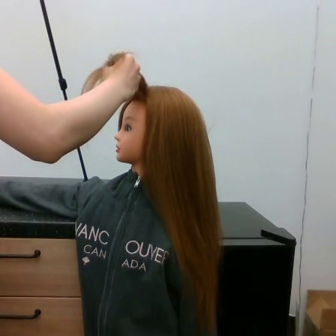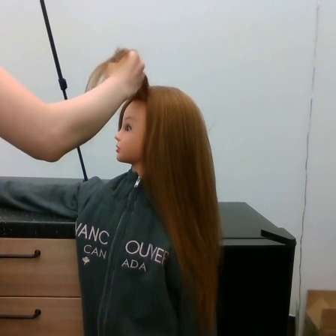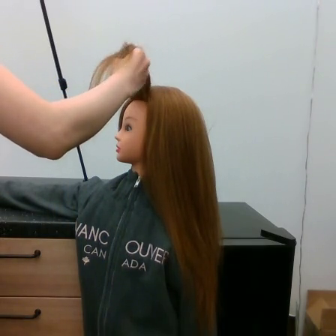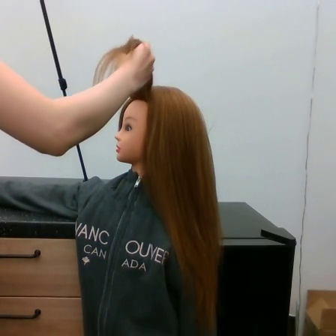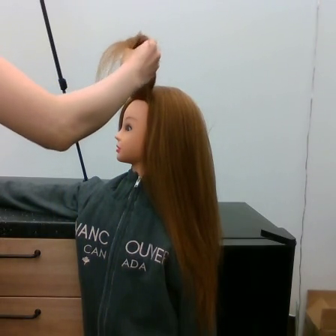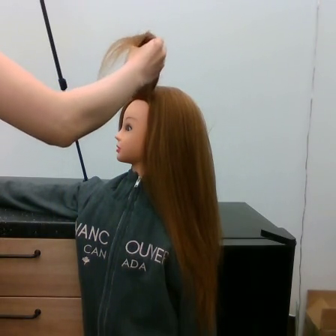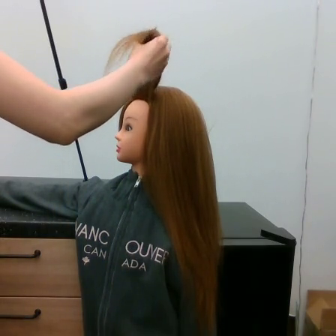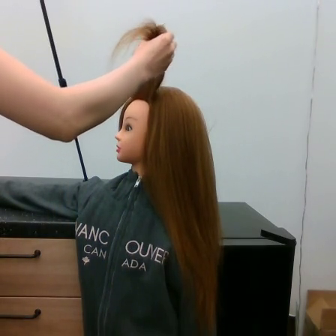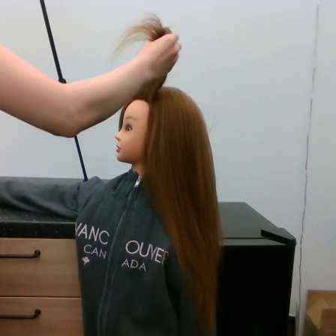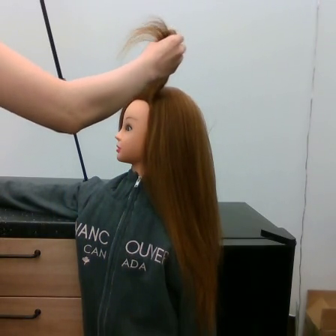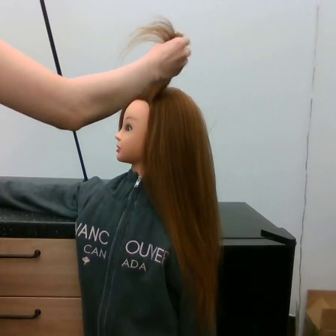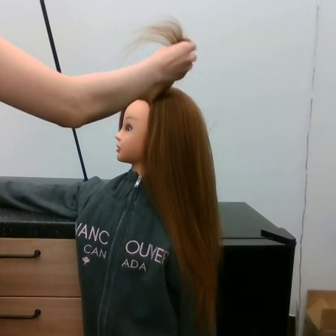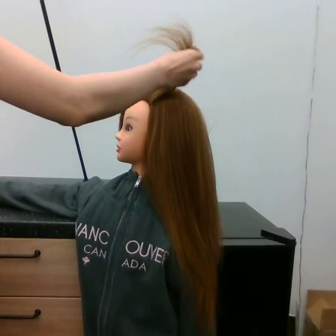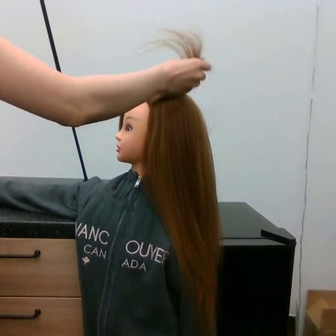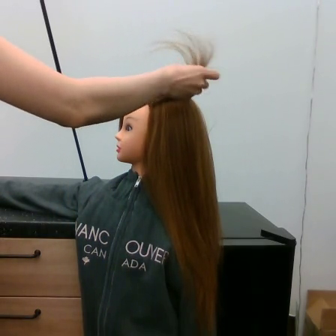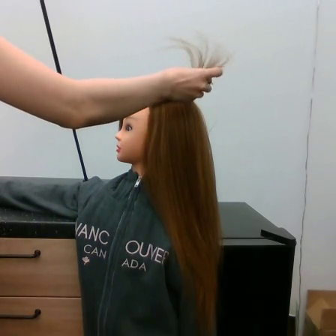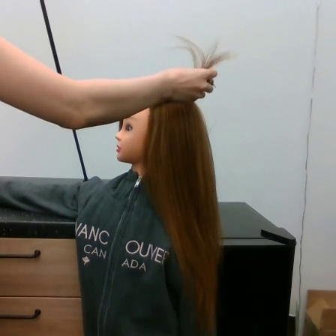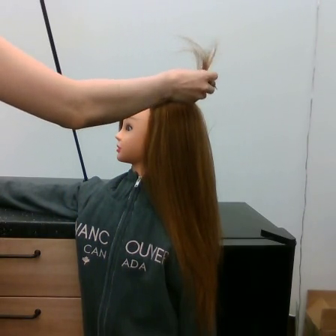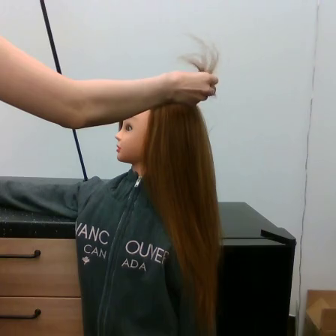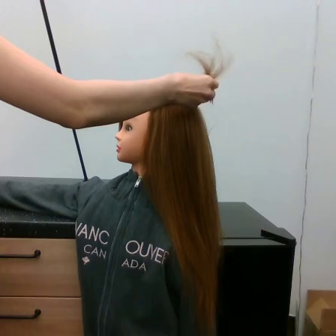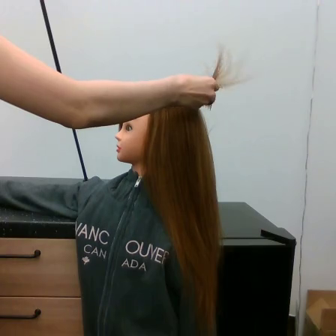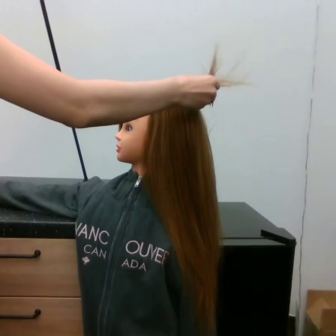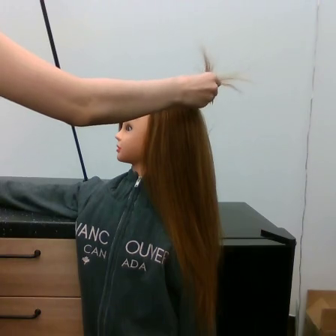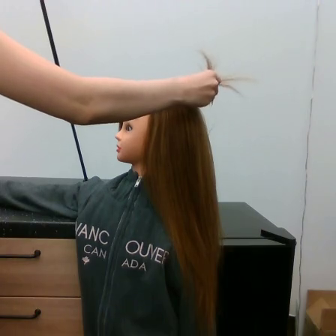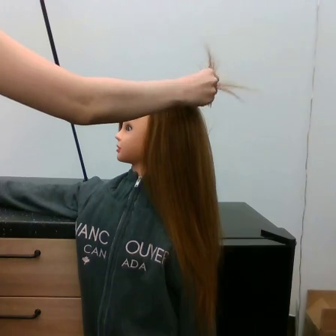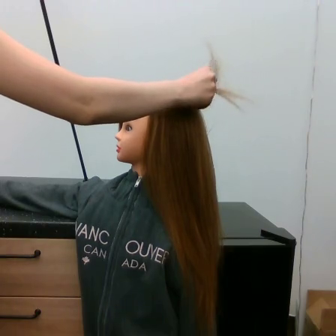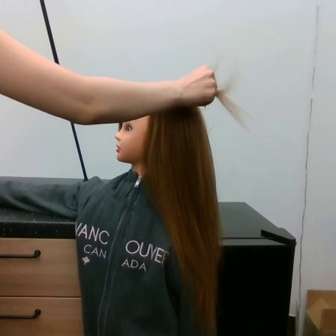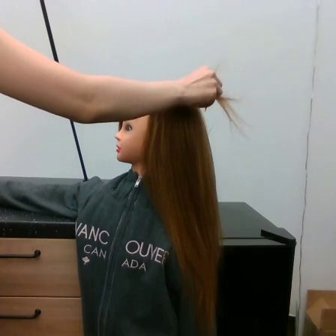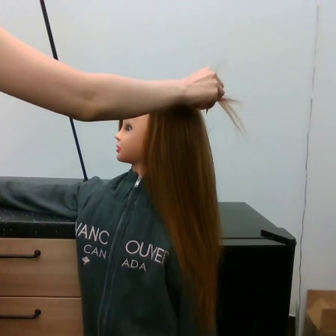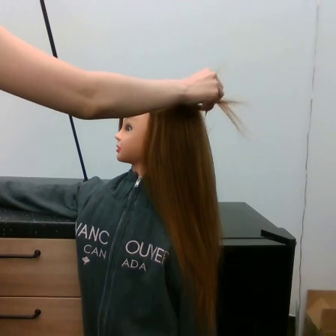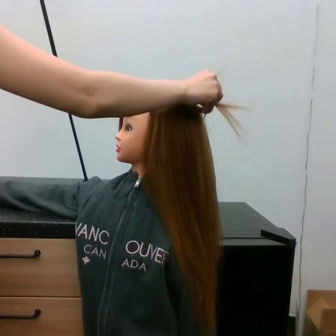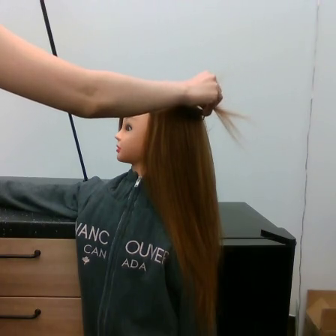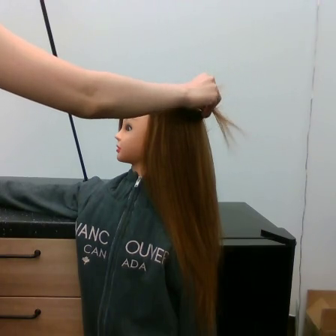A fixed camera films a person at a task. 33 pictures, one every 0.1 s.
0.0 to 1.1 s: The hand goes to the right.
1.1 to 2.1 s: The hand goes downward and to the right.
2.1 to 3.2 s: The hand moves only a little.
Task: tidy side hair.
